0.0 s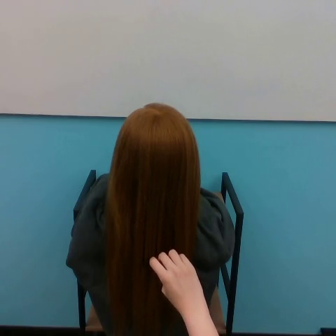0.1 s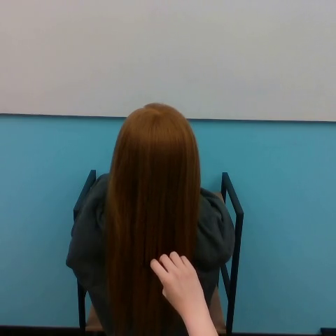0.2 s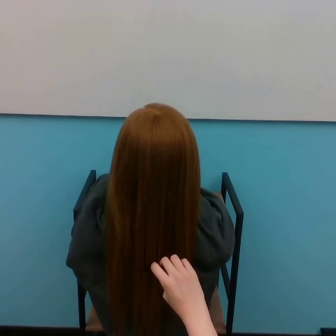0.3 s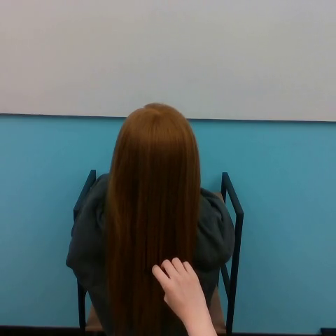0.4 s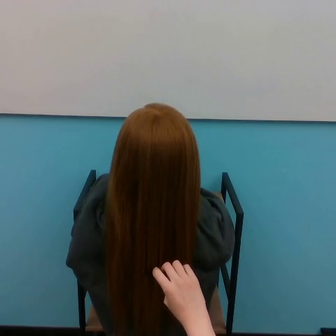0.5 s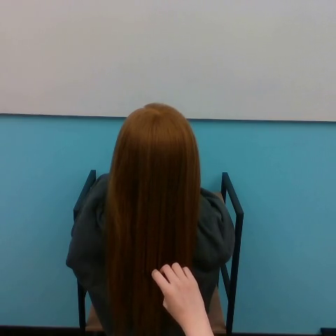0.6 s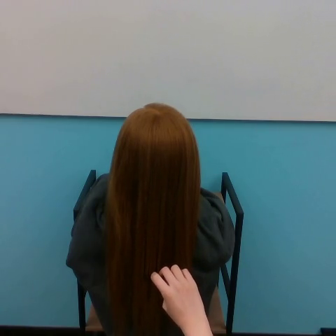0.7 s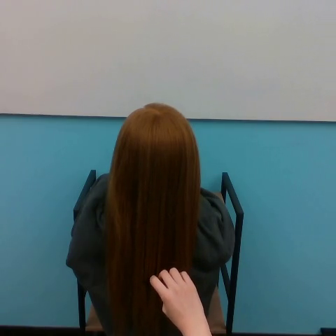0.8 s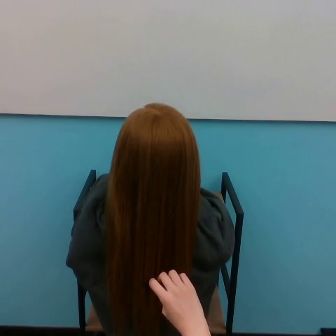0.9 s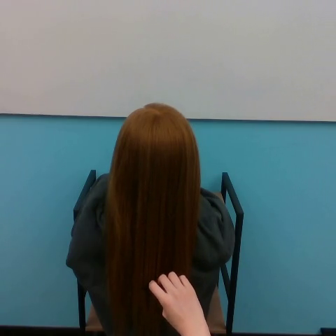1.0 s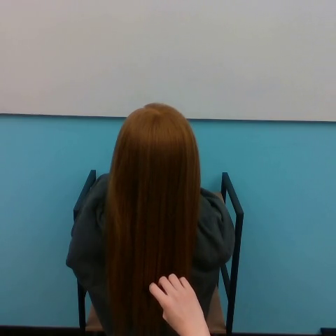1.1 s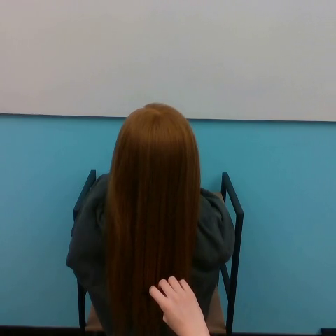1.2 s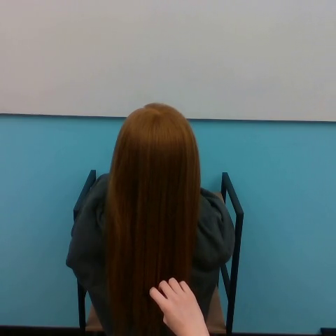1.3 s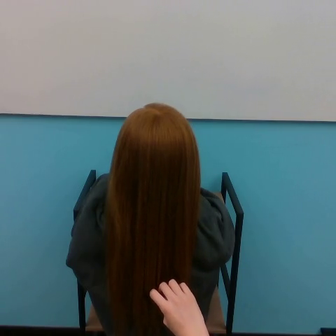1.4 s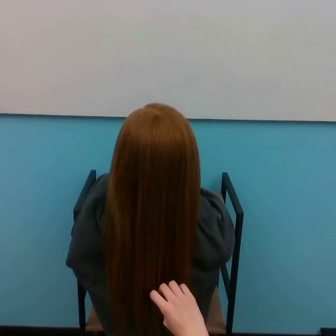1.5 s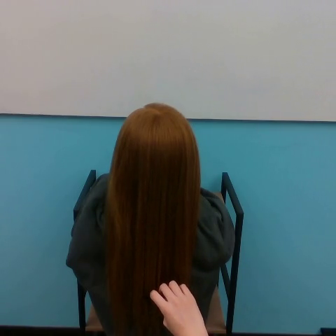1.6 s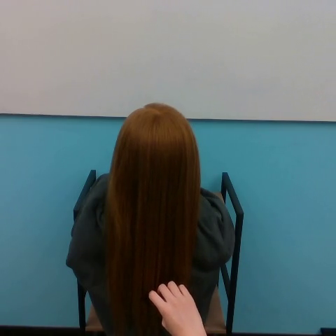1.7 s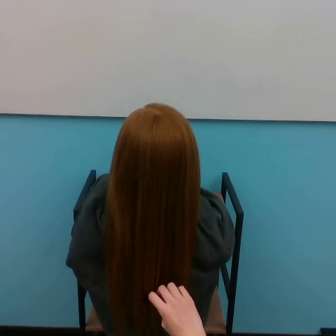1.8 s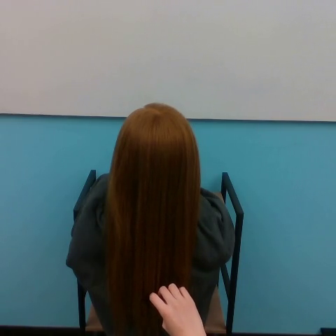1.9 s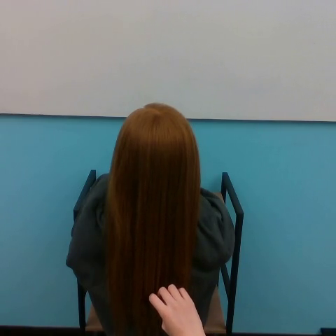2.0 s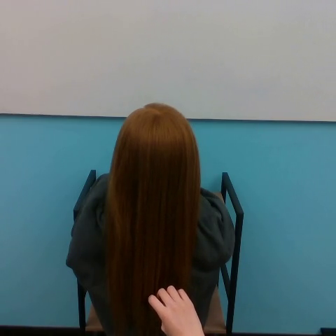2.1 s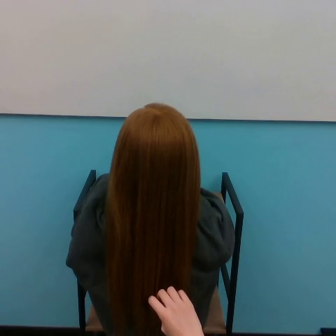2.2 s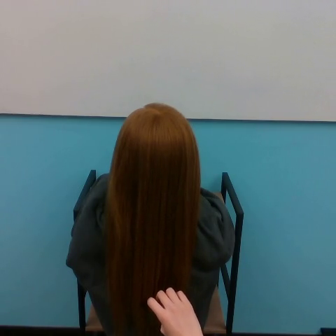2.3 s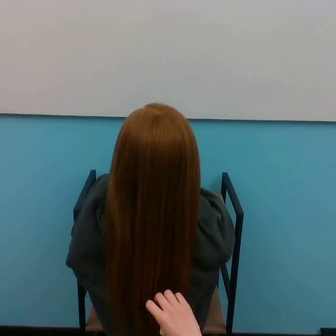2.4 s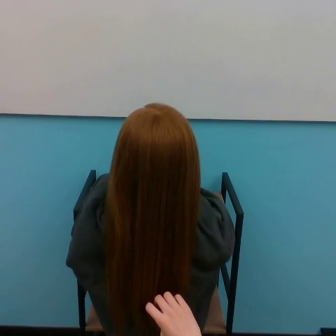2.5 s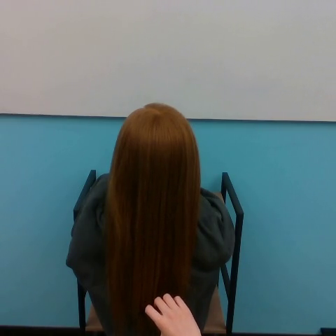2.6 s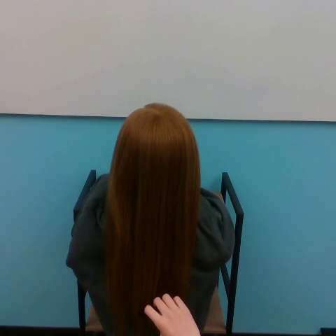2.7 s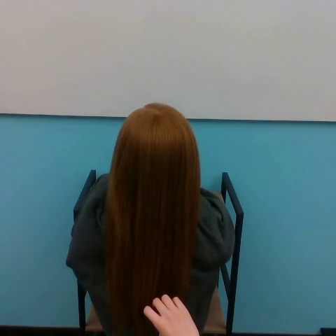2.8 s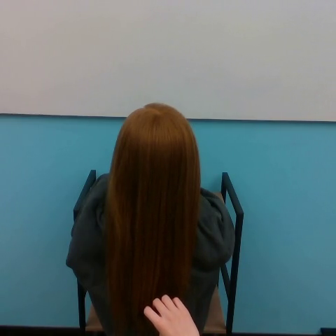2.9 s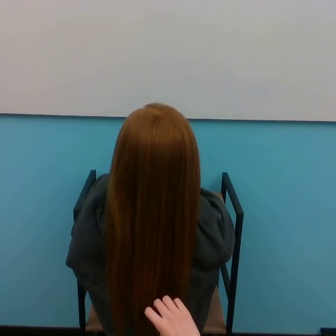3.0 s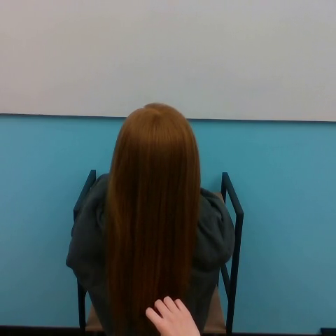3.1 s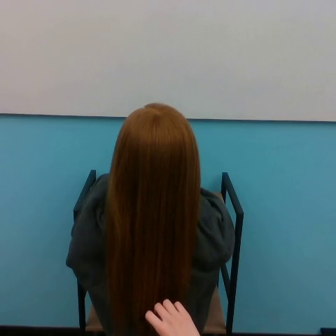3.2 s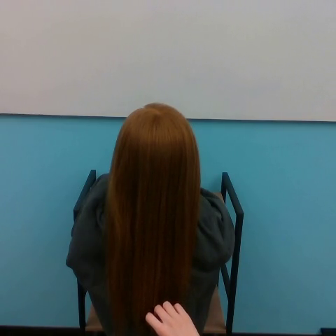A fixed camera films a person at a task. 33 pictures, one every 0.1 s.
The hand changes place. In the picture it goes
downward.
0.0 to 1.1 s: The hand goes downward.
1.1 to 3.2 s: The hand goes downward.
Task: brush hair.
